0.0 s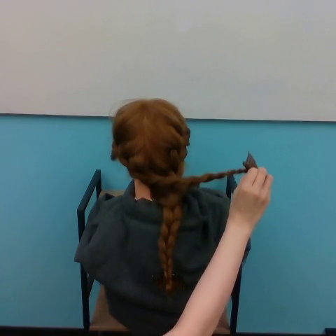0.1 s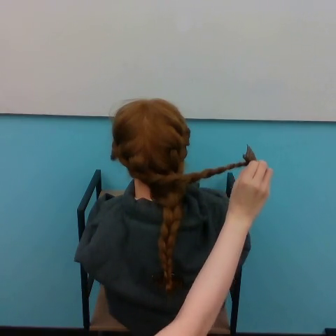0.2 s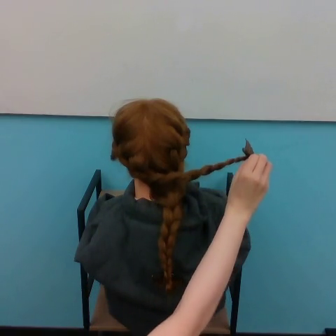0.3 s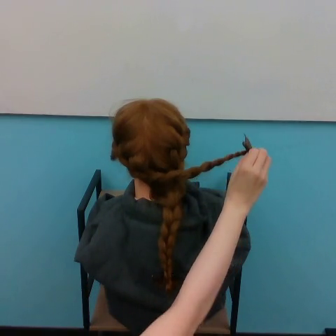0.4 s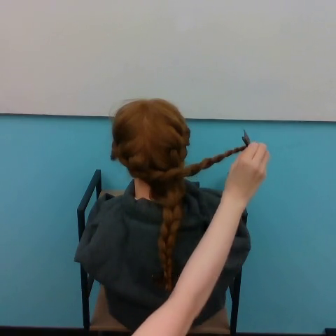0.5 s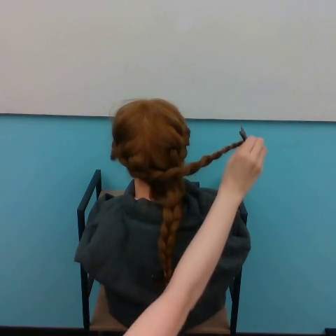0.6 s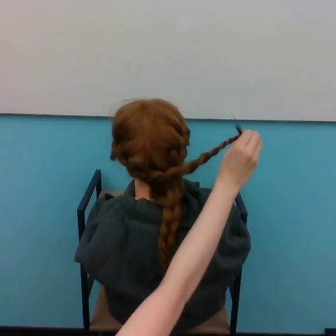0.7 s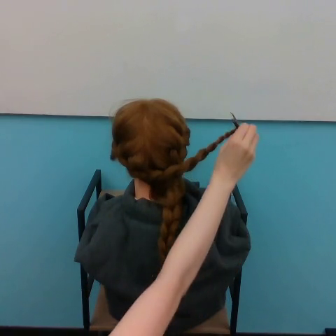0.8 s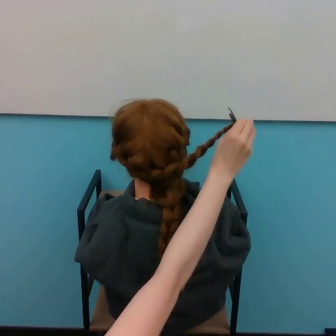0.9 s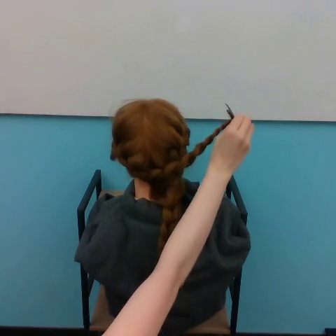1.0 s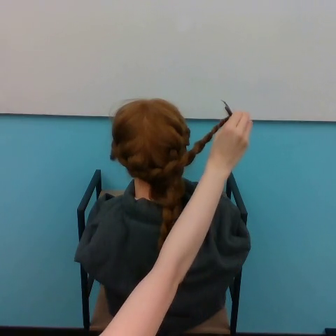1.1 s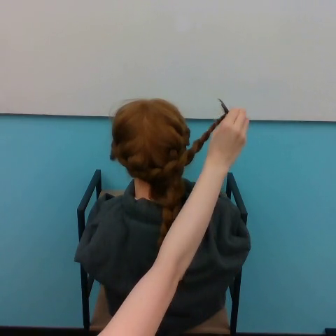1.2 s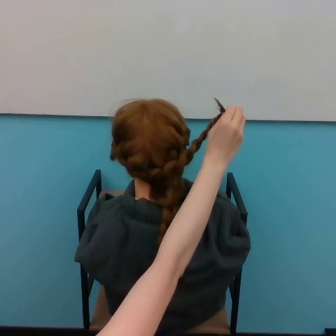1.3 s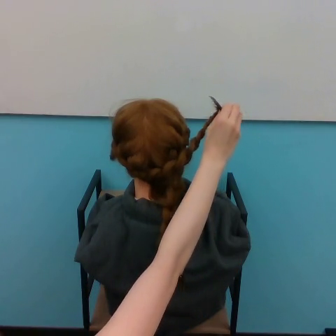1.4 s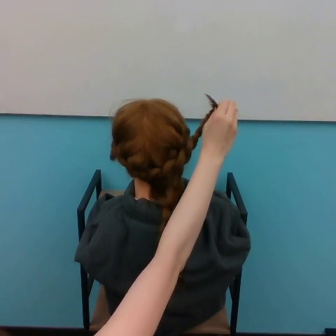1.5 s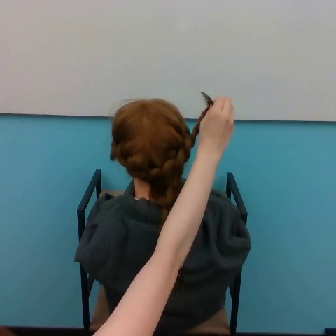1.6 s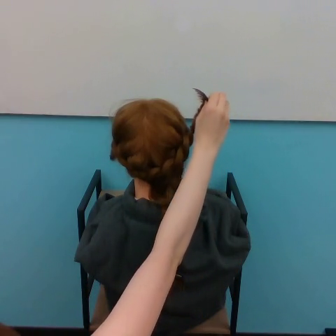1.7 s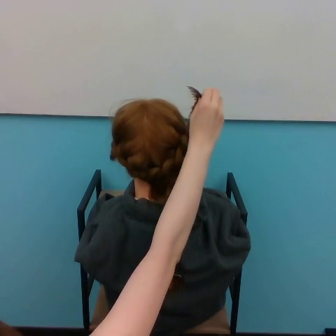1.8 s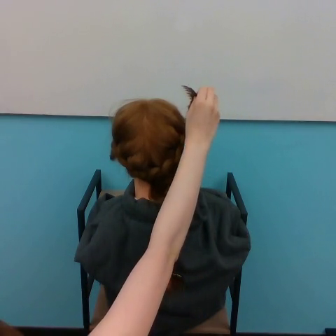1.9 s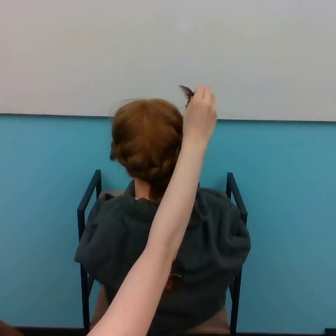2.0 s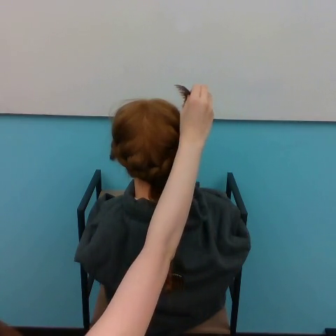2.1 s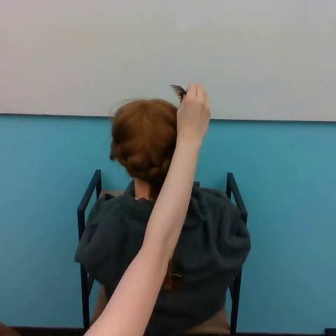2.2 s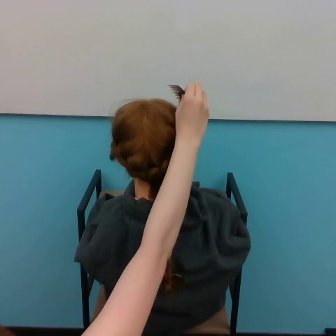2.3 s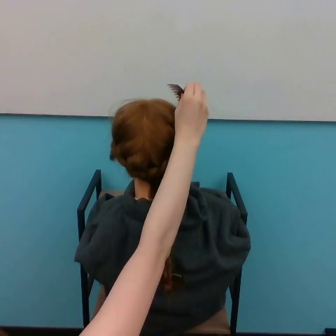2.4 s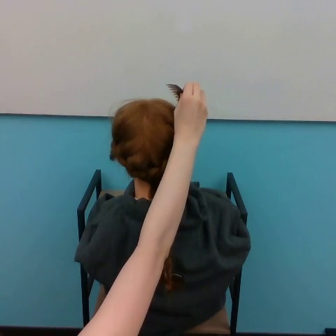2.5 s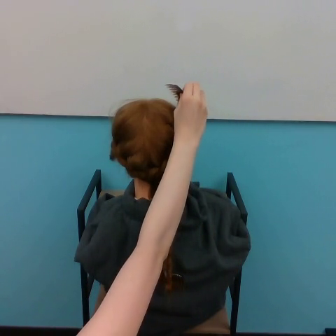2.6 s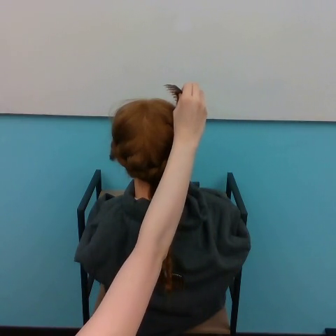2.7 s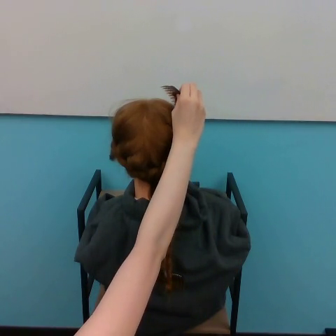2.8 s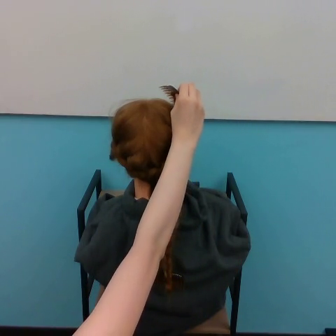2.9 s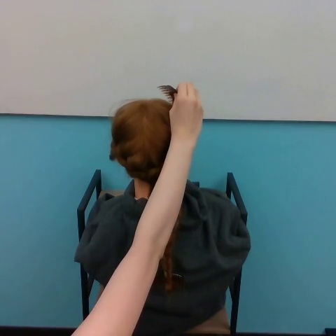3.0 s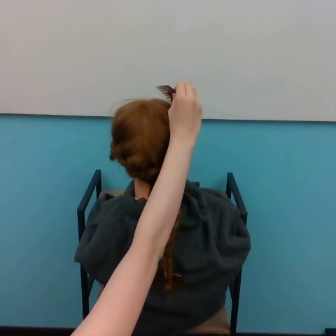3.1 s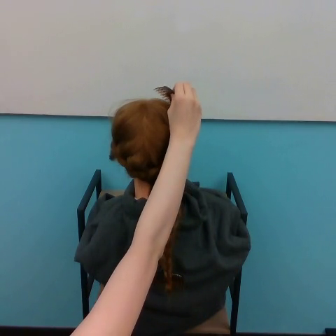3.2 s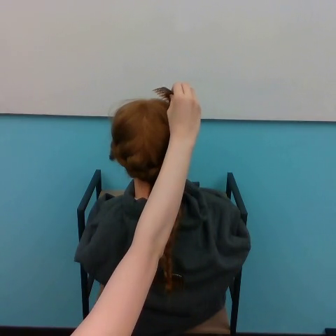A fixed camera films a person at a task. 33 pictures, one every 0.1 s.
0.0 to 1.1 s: The hand goes upward.
1.1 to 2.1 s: The hand goes to the left and upward.
2.1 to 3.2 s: The hand moves only a little.
Task: style hair.
